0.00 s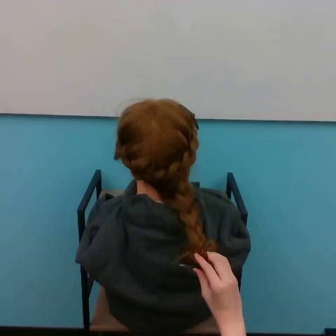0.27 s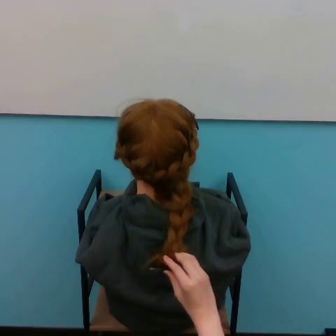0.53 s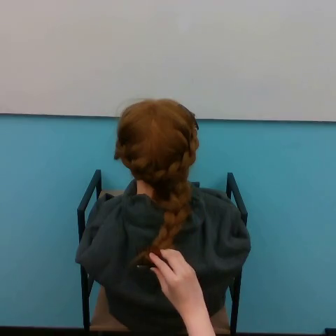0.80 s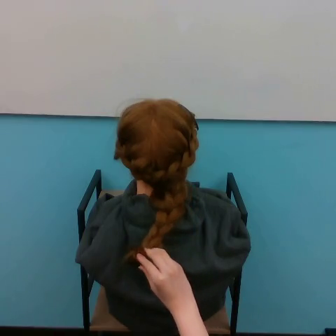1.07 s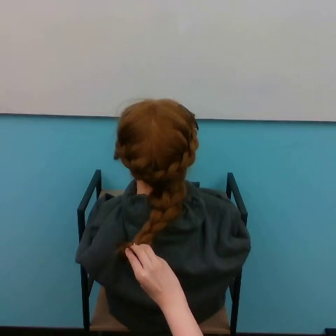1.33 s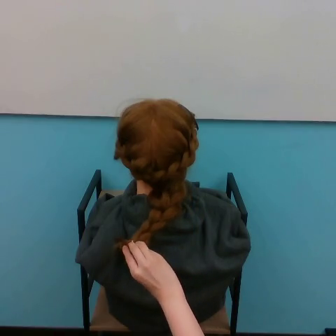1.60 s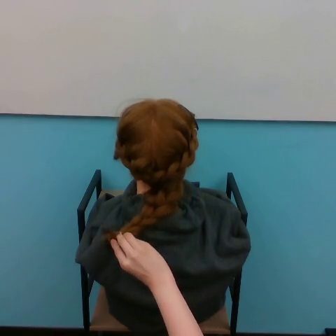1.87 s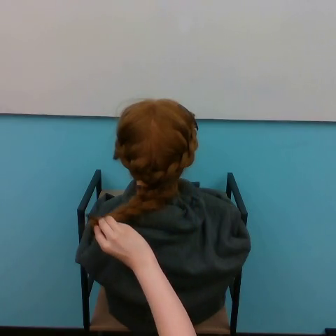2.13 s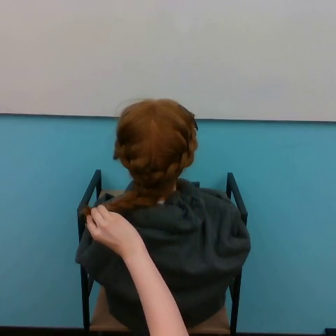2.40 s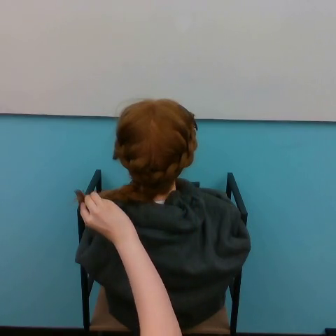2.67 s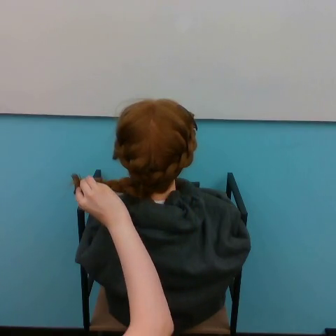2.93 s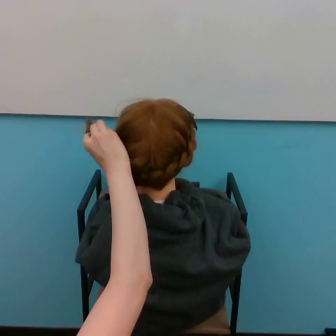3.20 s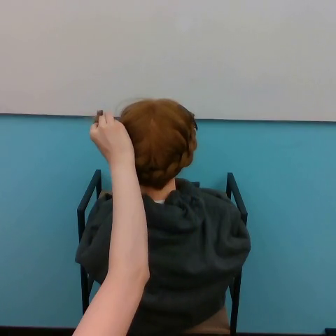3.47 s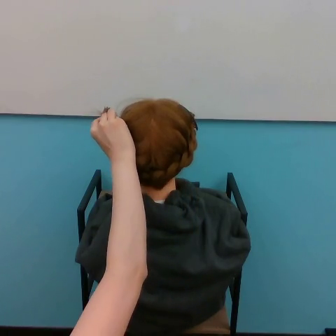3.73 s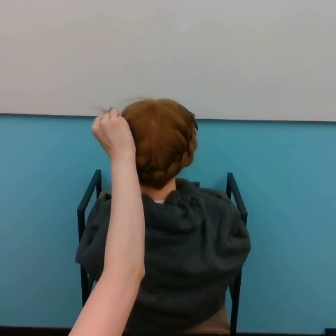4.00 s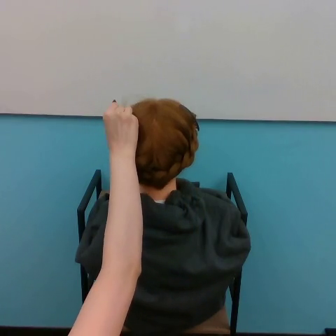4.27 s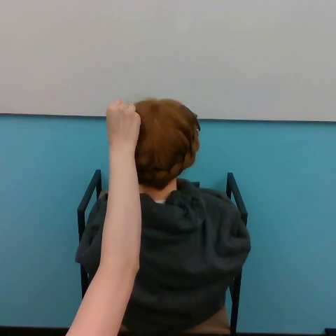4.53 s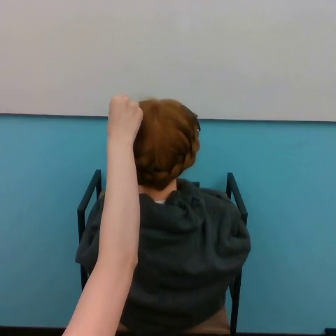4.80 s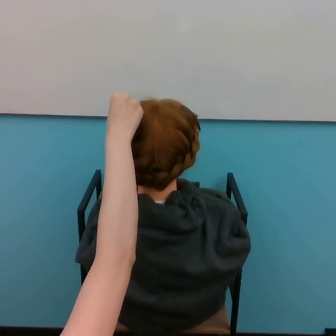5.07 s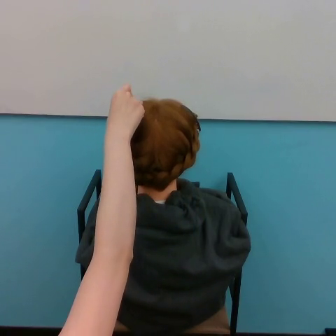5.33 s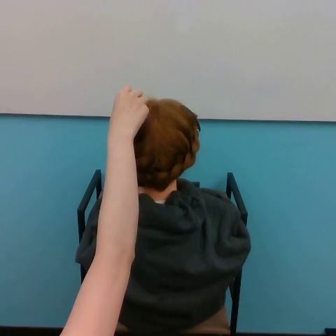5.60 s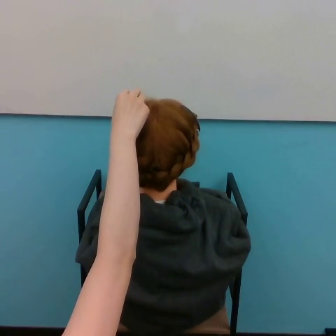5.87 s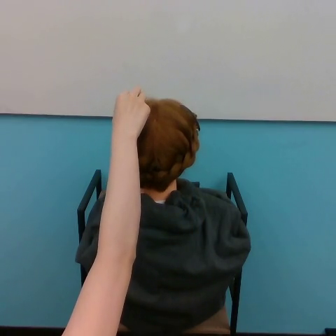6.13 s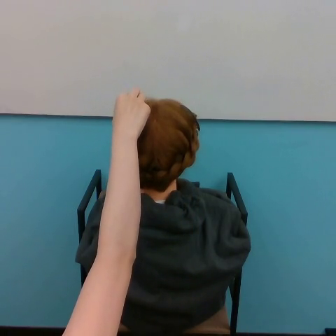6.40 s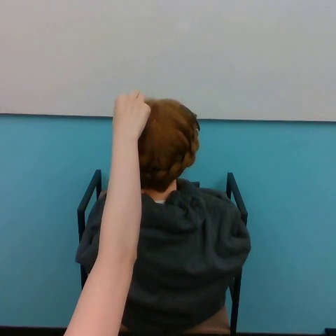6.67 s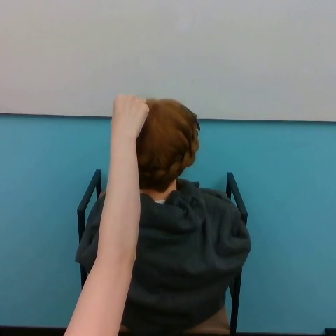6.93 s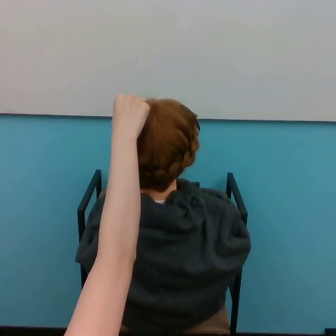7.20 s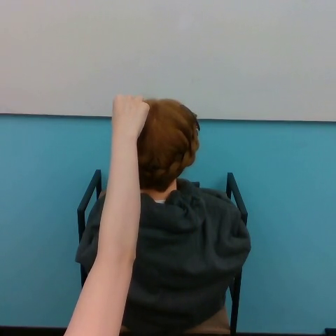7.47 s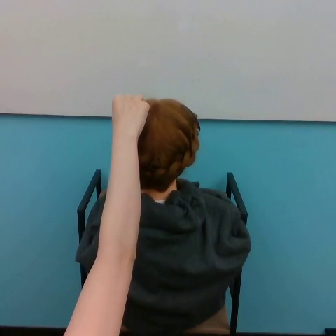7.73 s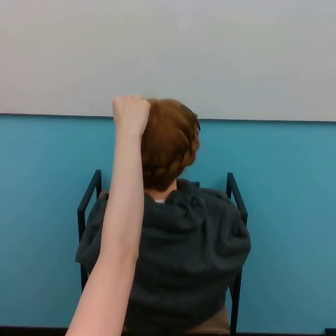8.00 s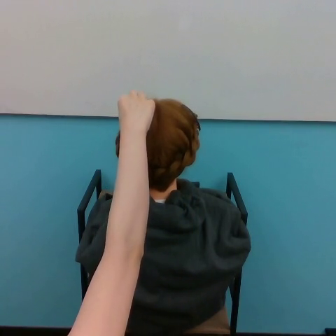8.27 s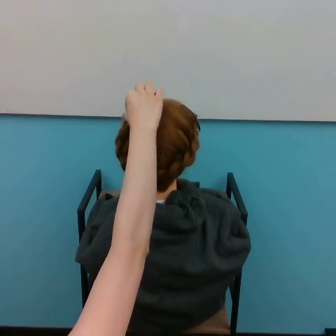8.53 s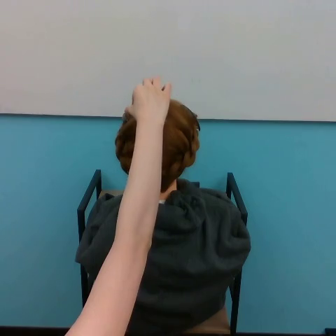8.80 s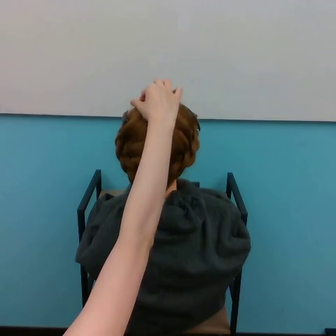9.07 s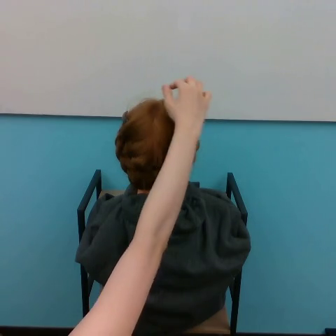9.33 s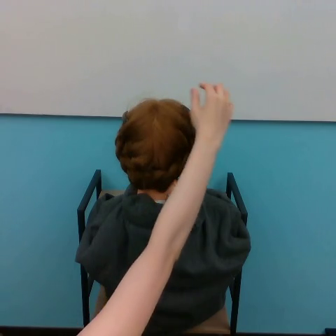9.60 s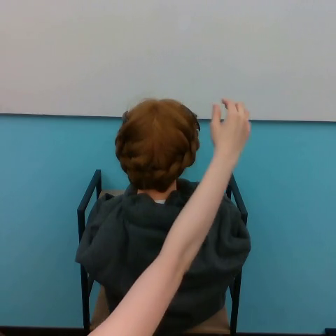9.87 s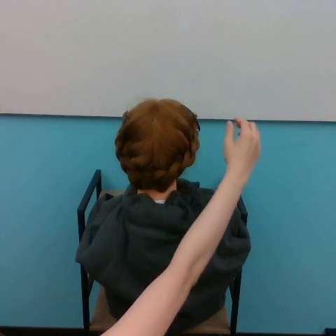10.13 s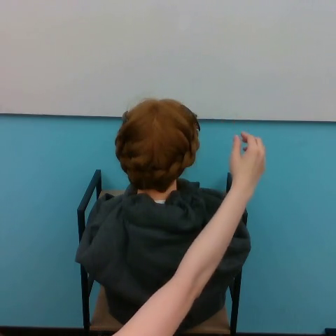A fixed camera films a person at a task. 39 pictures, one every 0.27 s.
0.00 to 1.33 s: The hand goes to the left.
1.33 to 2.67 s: The hand goes upward and to the left.
2.67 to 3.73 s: The hand goes upward.
3.73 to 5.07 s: The hand goes upward and to the right.
5.07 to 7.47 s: The hand moves only a little.
7.47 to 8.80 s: The hand goes to the right.
8.80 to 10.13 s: The hand goes to the right and downward.
In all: It circles clockwise, turning through about 270 degrees.
Task: style hair.
Motion: make a circular motion clockwise.
